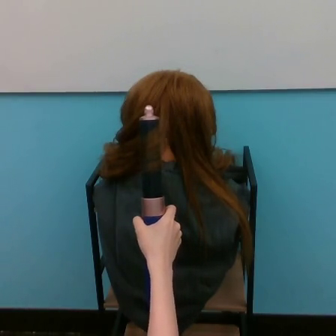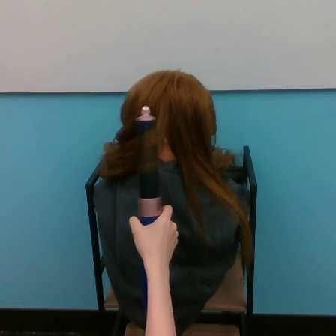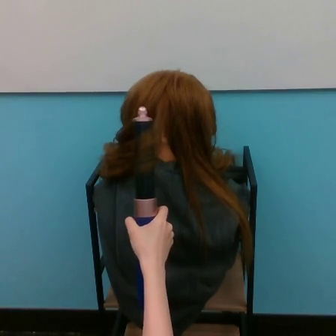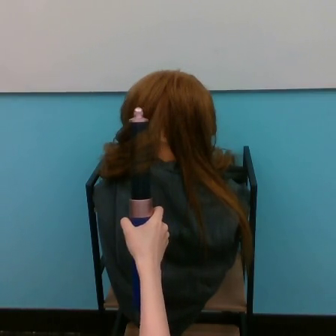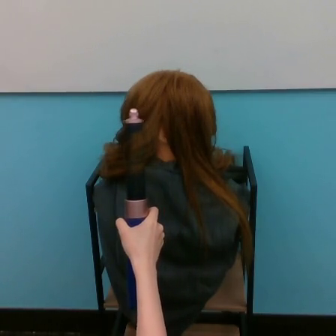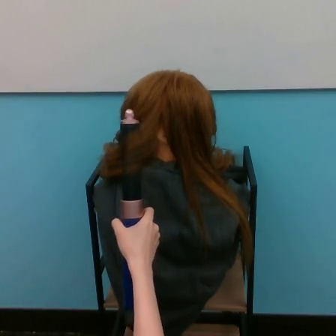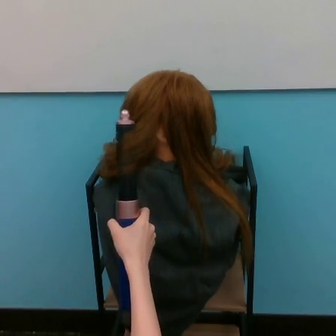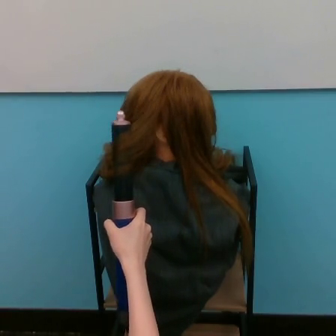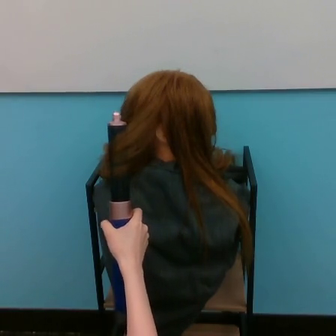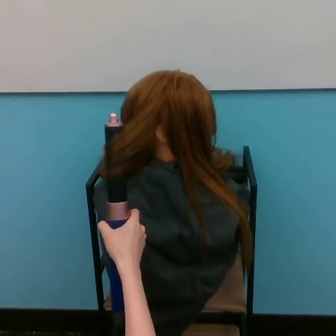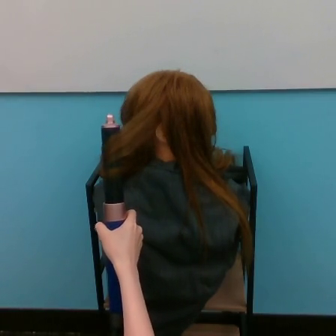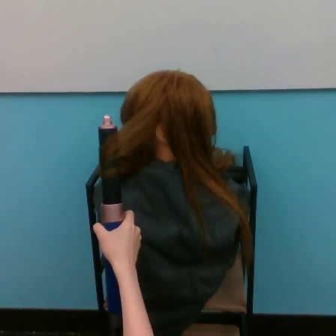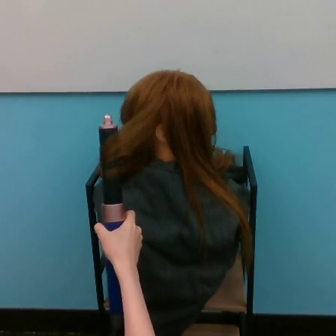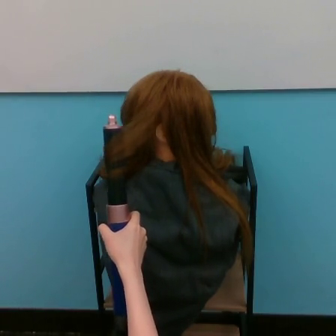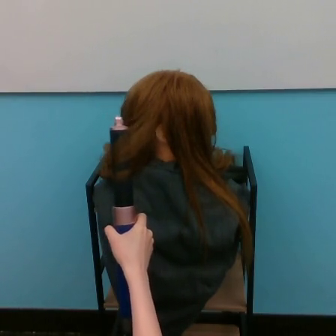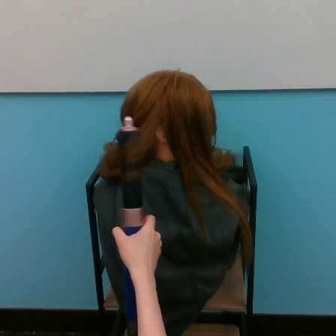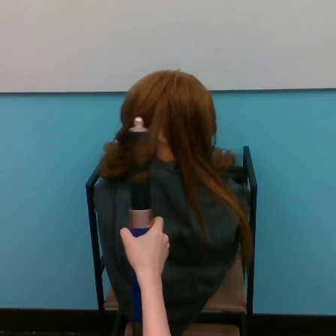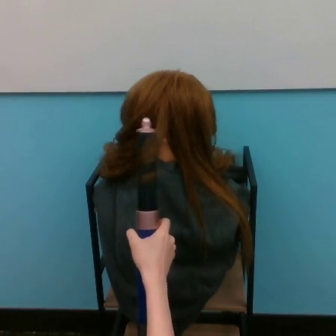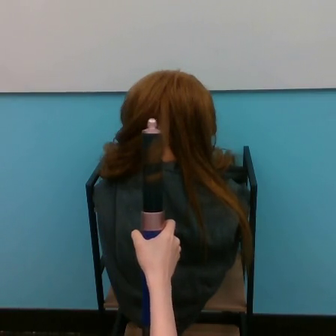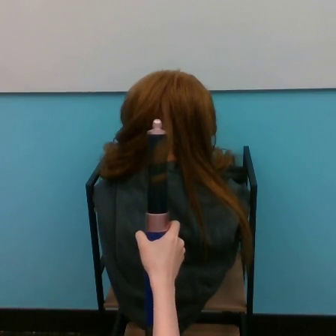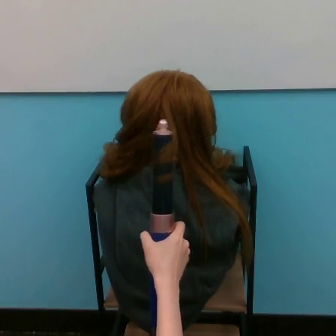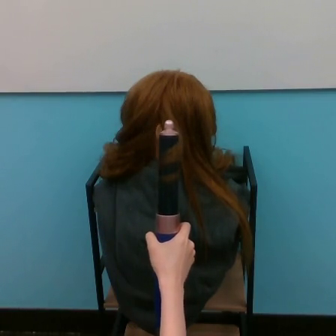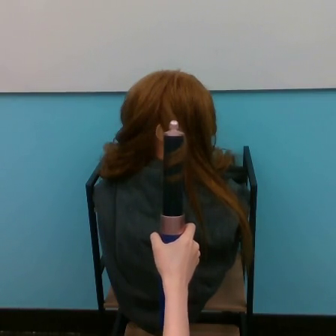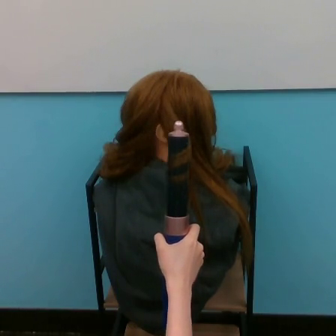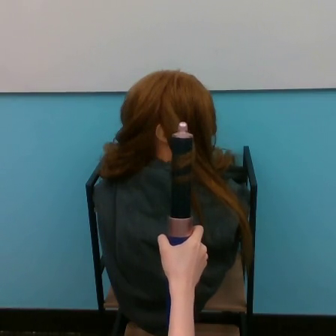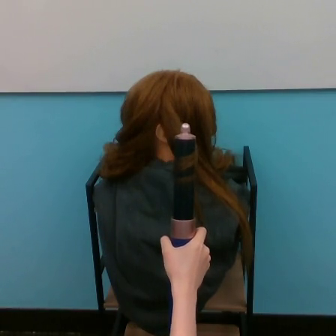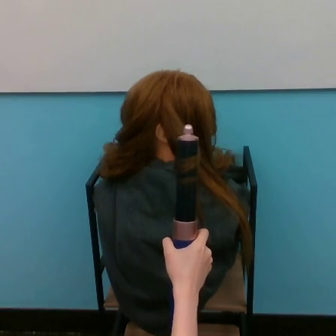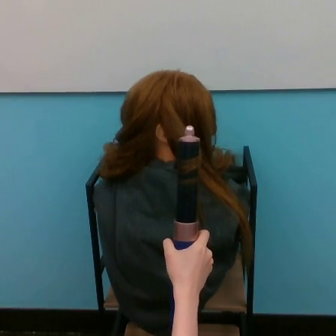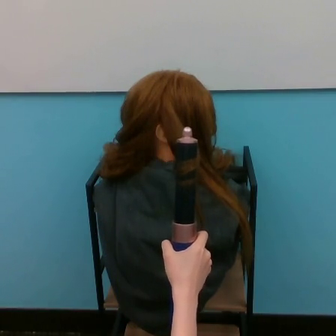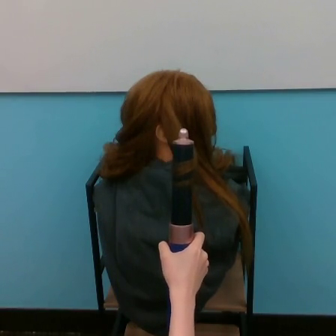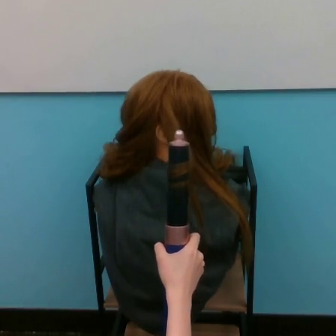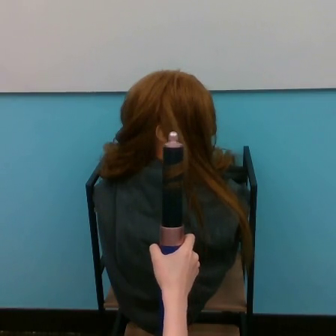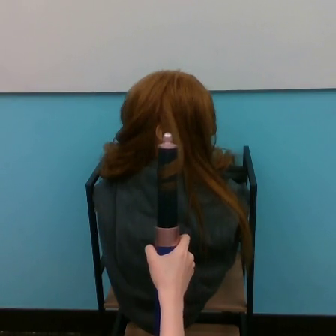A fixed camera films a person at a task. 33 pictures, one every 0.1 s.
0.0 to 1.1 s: The hand goes to the left.
1.1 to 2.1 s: The hand goes to the right.
2.1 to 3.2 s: The hand goes to the right, then to the left, on a clockwise arc.
Task: curl hair.
